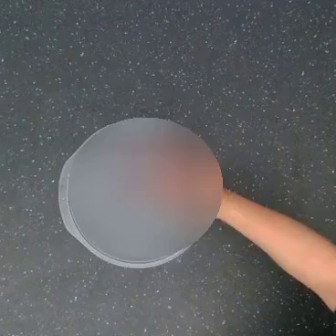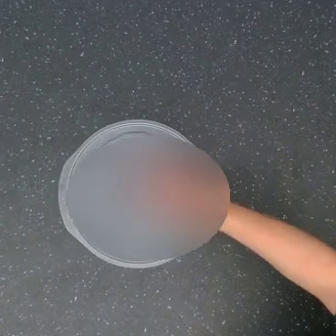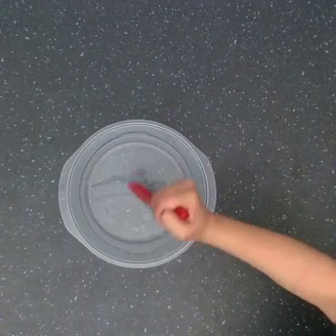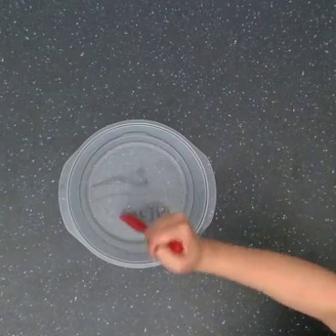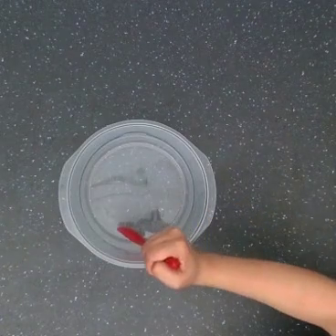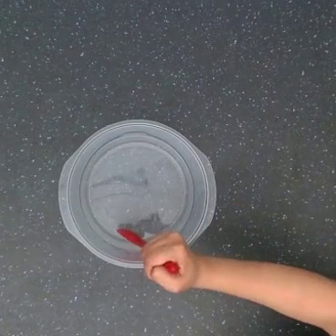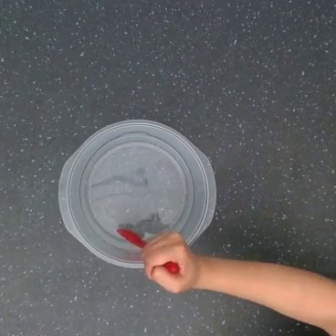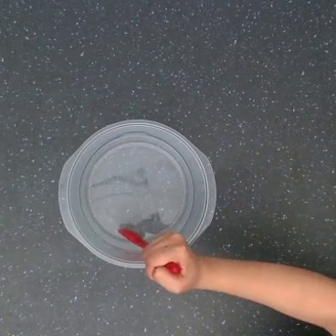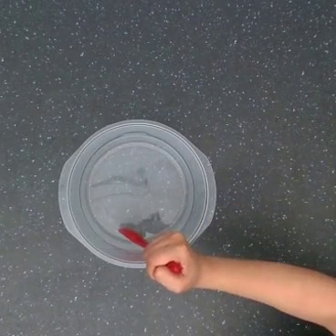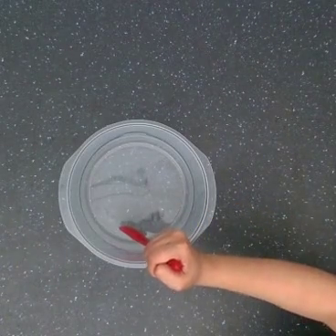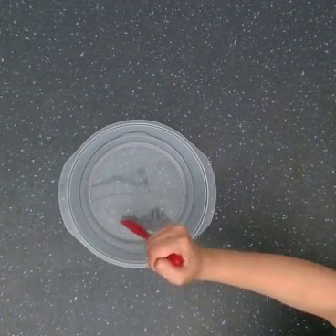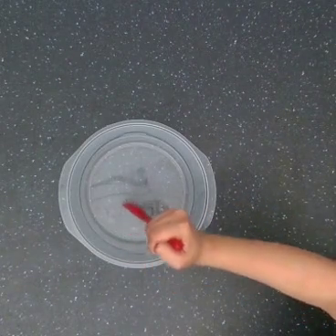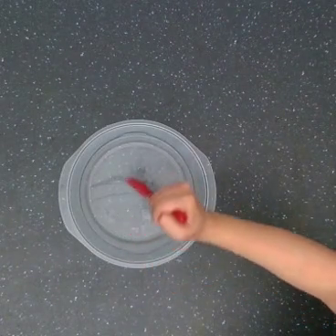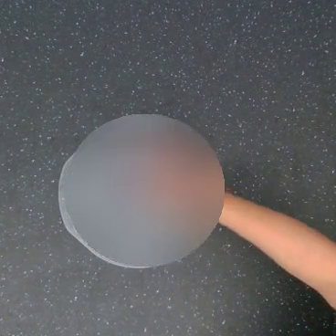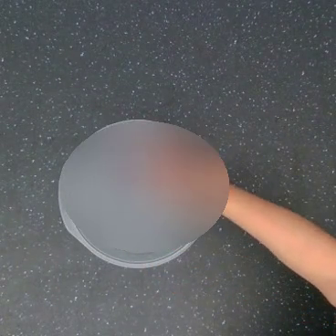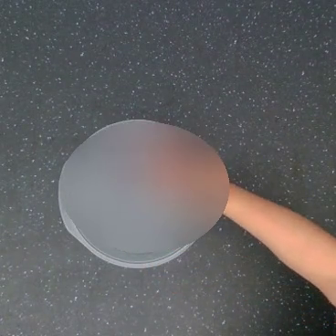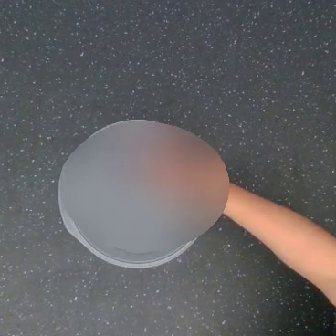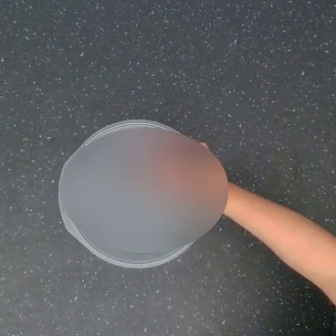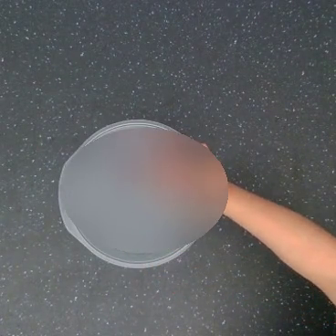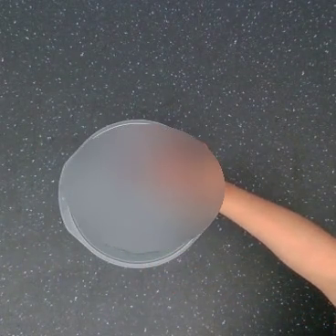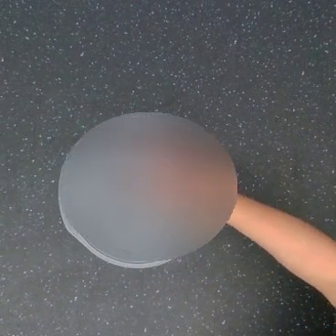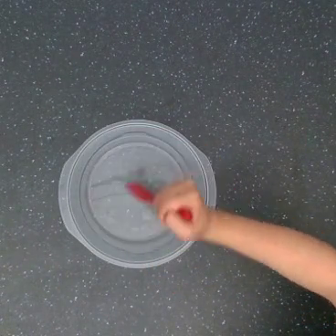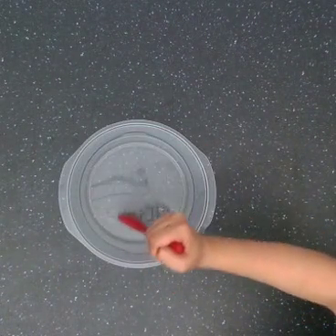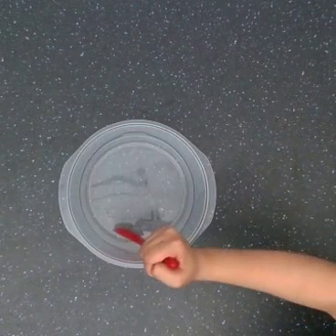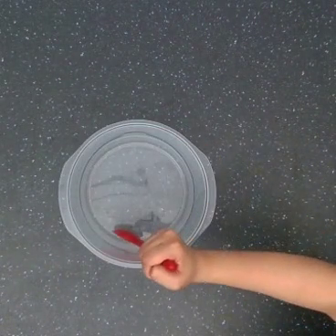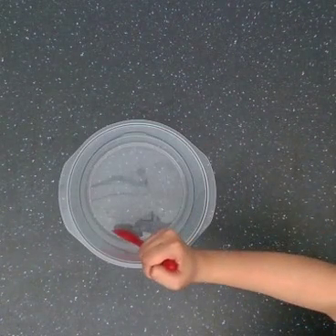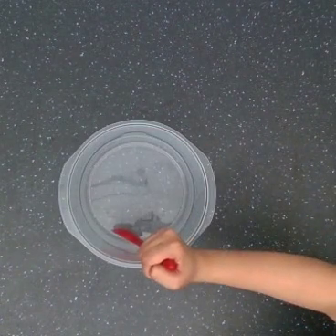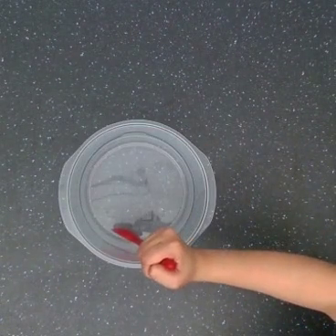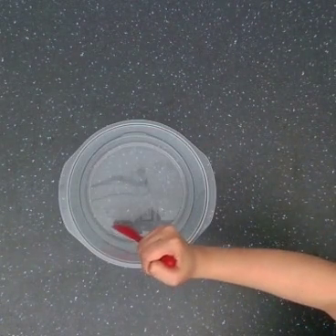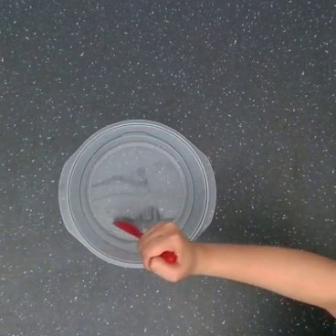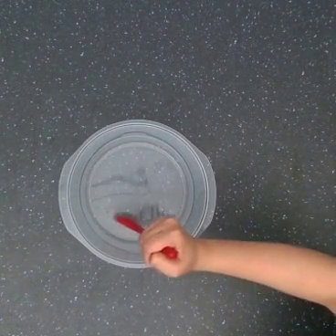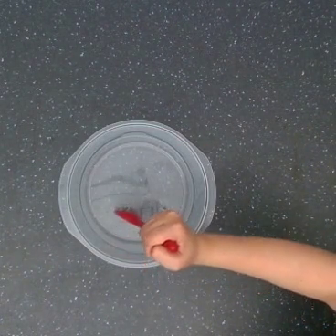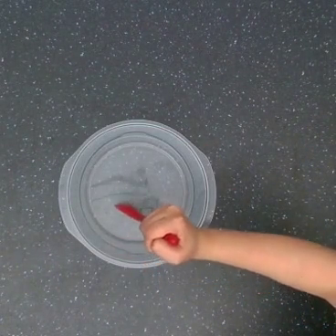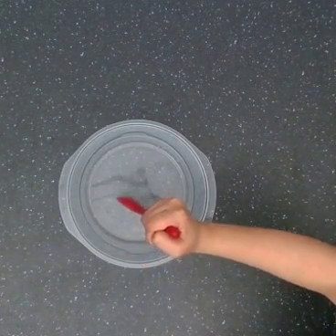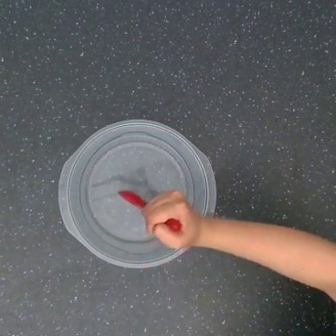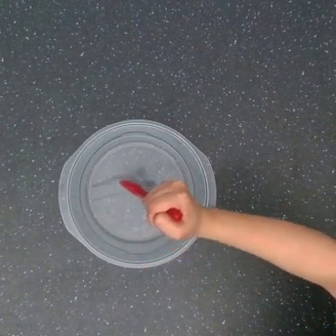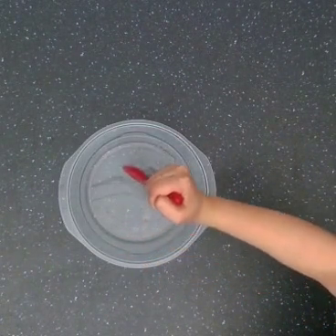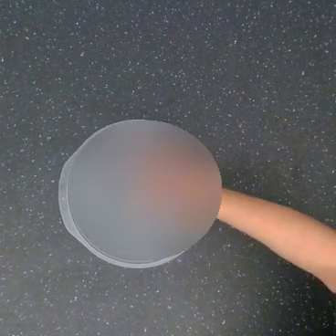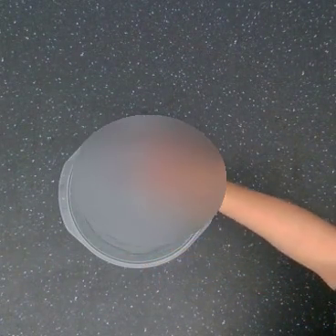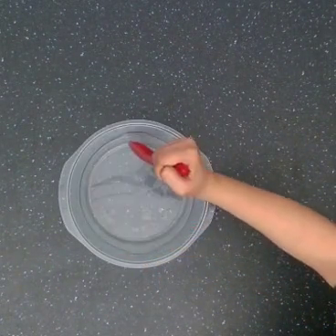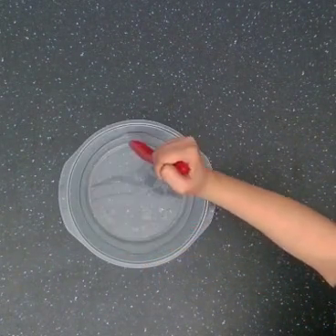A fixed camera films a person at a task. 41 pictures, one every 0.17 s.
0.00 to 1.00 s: The hand goes downward.
1.00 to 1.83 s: The hand goes upward.
1.83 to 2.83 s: The hand goes upward.
2.83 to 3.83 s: The hand goes downward.
3.83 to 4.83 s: The hand moves only a little.
4.83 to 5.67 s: The hand goes upward.
5.67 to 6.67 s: The hand goes upward.
Task: stir.
Motion: move downward and move upward, repeating this sequence 2 times.
